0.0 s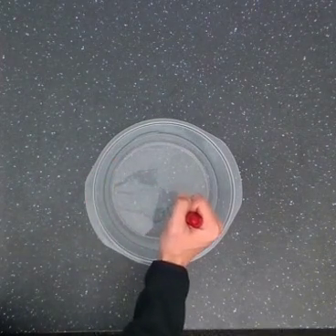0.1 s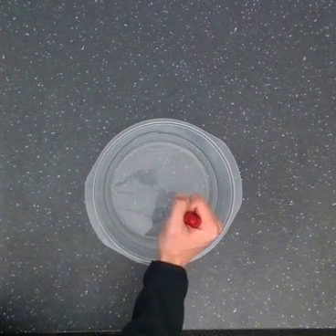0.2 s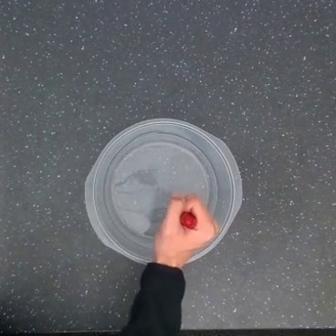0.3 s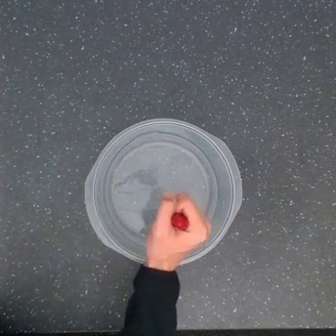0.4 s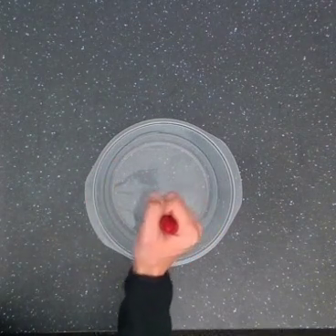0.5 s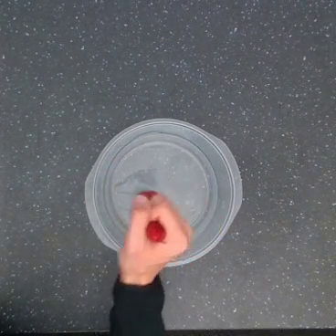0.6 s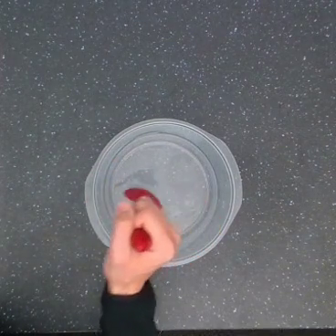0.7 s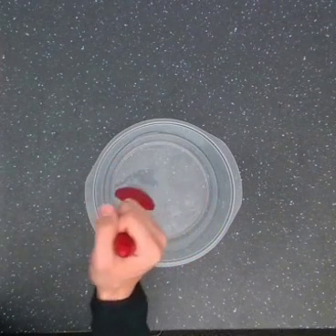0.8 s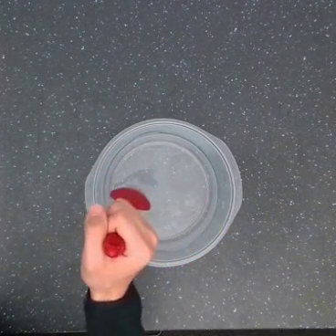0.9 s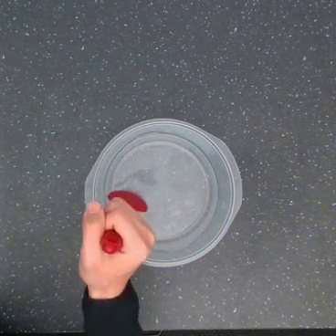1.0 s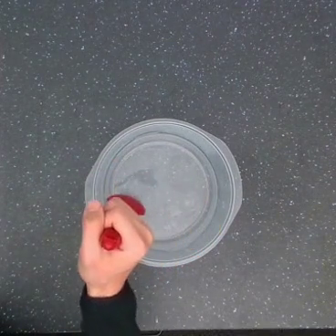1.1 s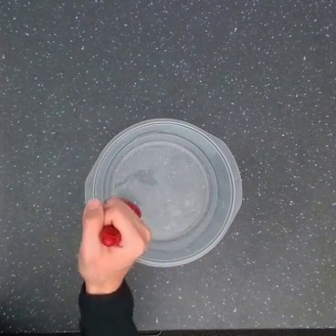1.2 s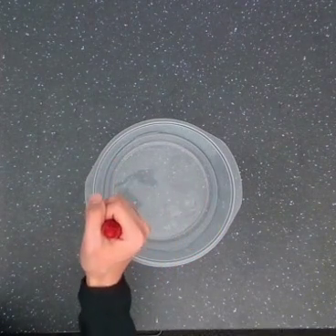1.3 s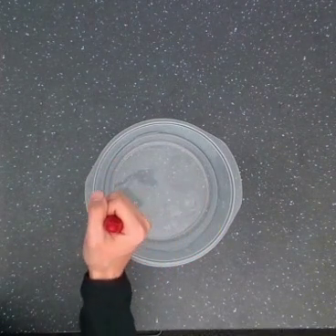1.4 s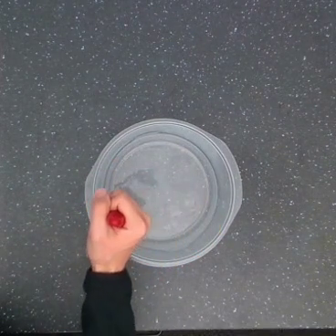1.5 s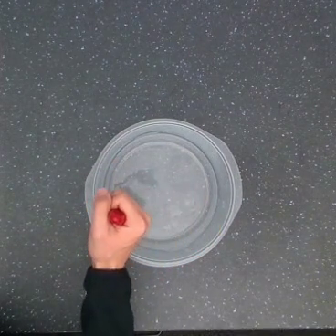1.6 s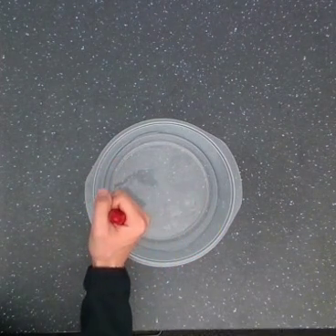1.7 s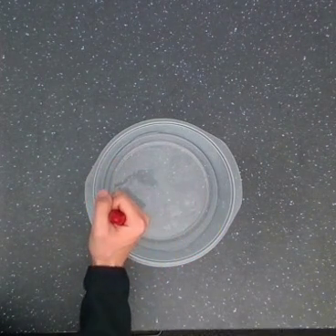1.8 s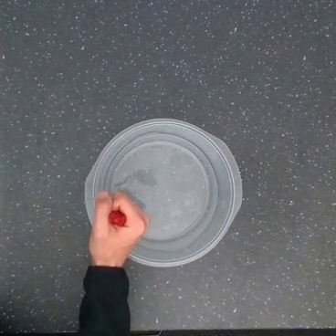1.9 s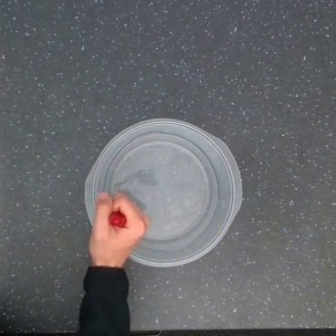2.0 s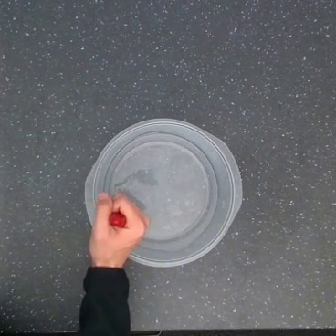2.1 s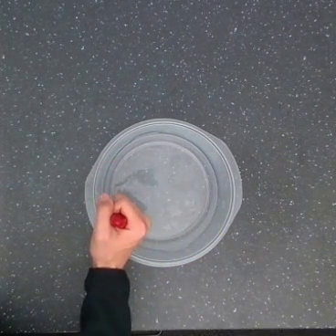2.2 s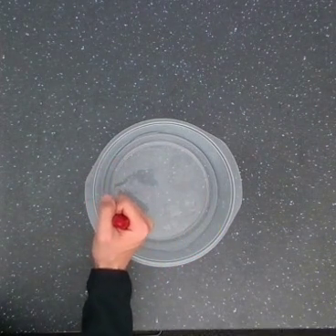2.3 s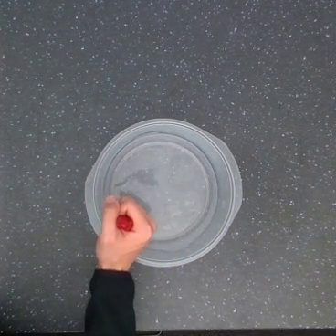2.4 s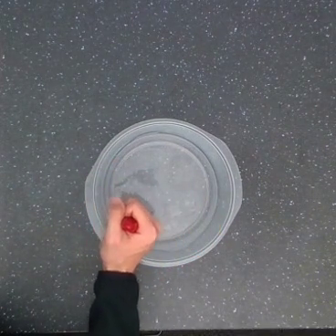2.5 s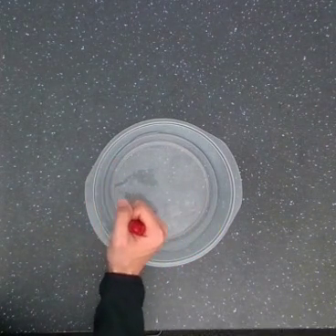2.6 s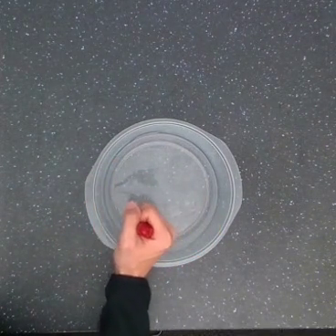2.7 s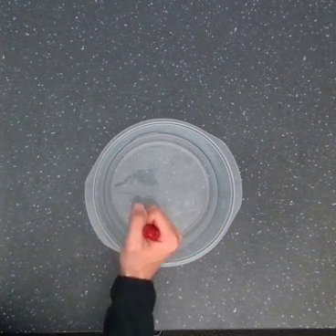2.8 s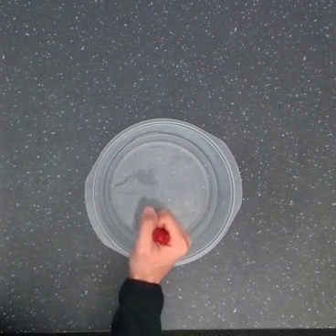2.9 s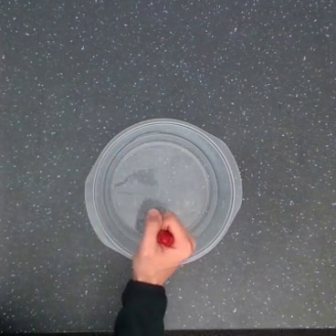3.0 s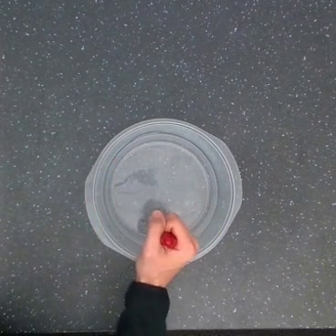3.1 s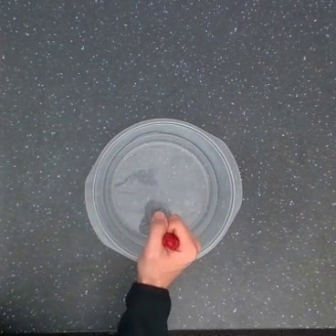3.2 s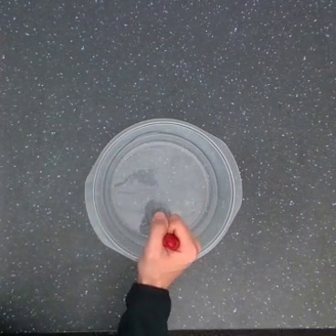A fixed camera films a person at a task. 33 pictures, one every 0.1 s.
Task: stir.
0.0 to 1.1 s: The hand goes to the left.
1.1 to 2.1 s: The hand moves only a little.
2.1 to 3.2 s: The hand goes to the right.
